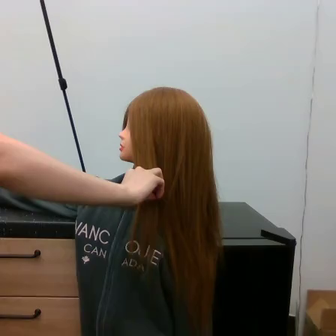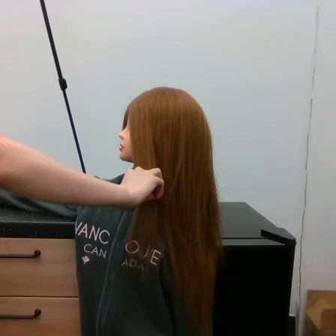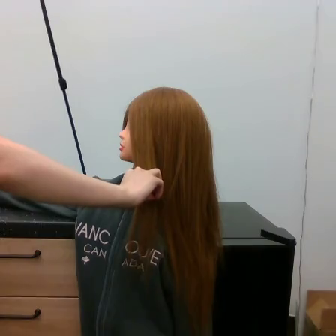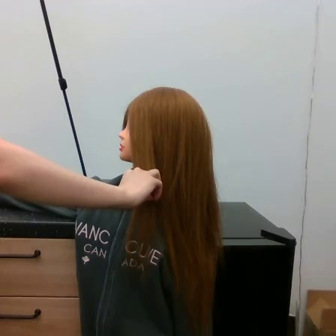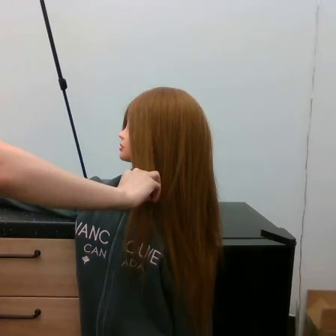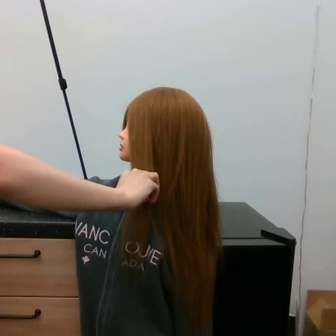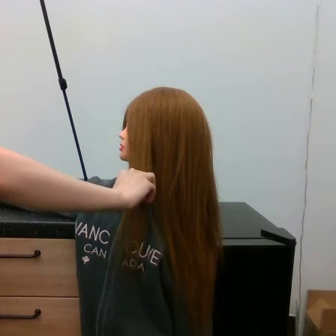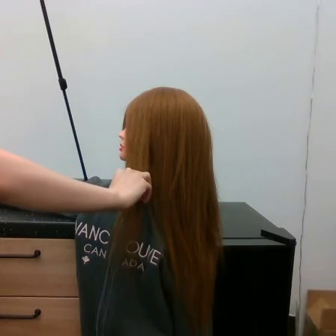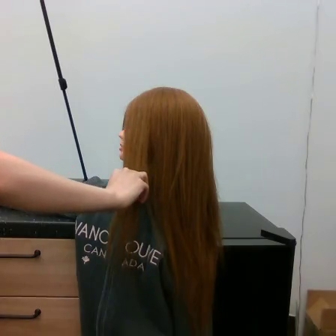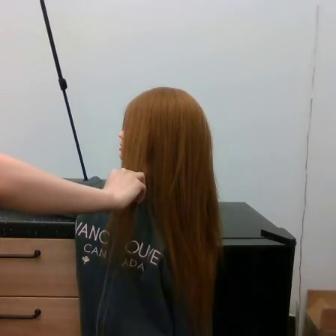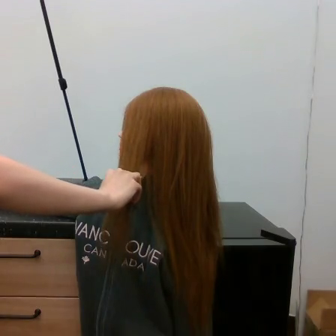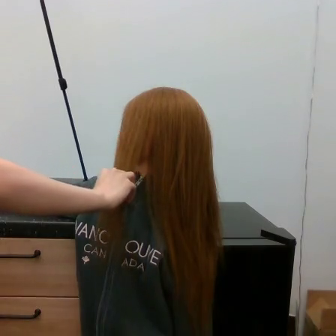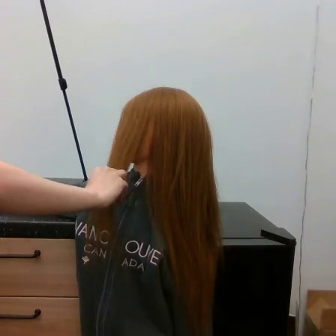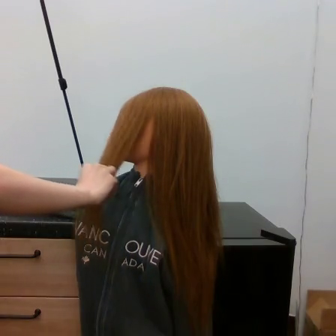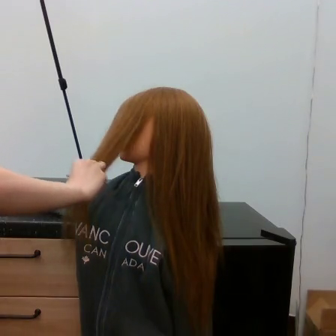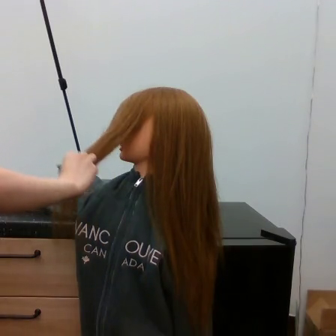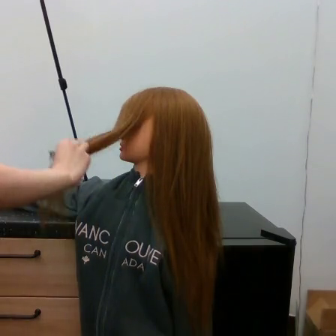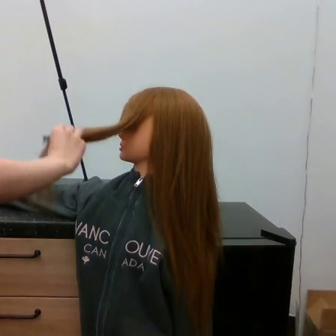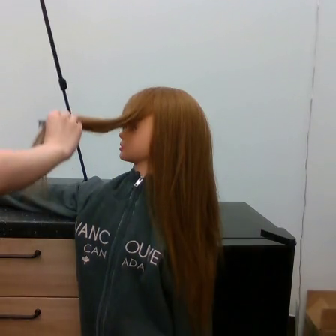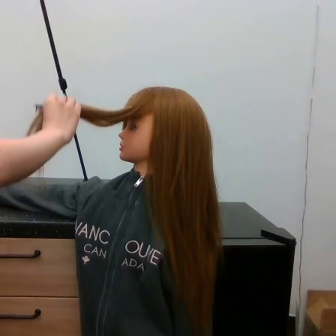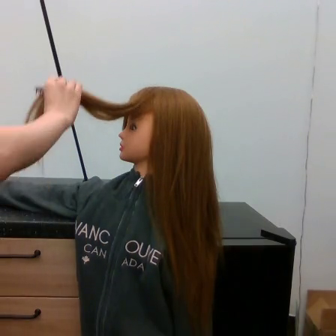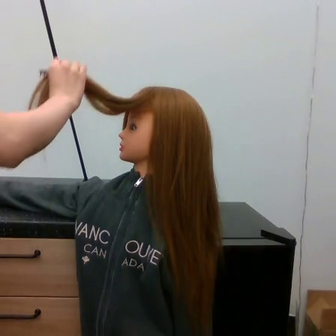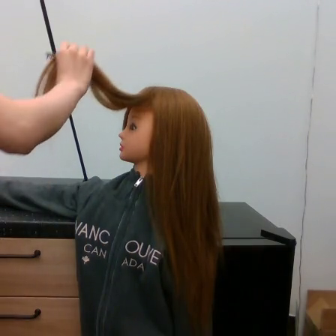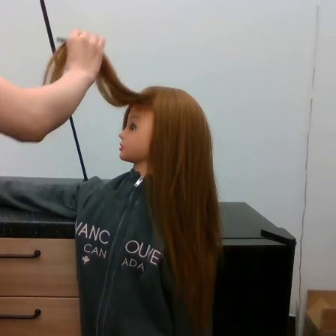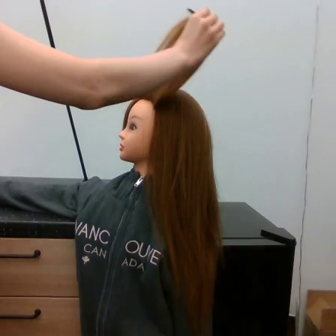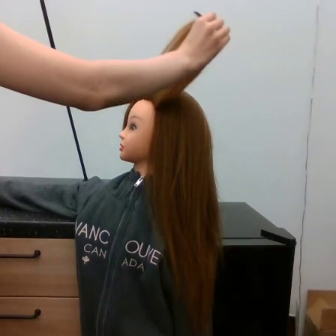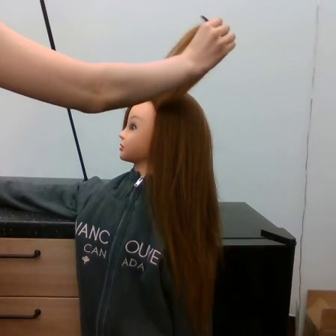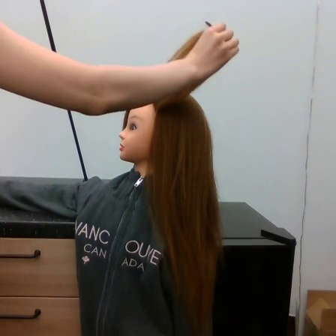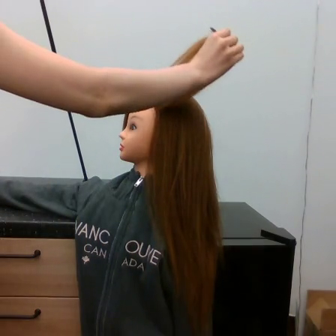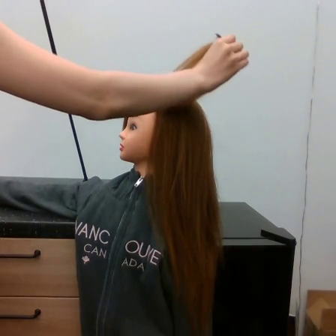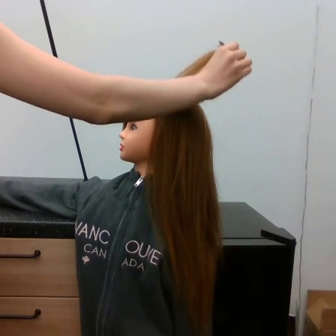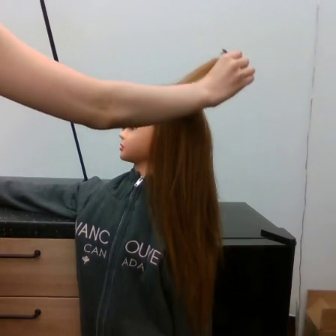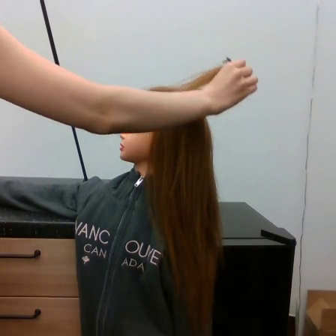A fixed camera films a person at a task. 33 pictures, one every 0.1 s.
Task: tidy side hair.
0.0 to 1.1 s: The hand goes to the left.
1.1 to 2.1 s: The hand goes upward and to the left, on a clockwise arc.
2.1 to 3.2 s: The hand goes to the right.
